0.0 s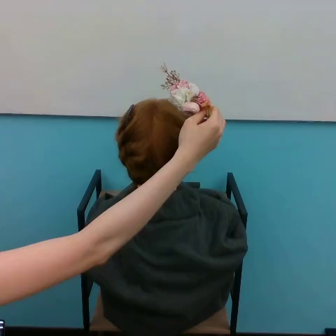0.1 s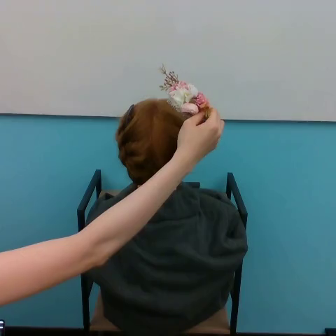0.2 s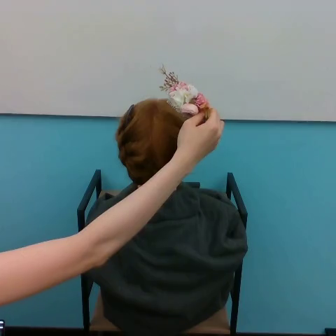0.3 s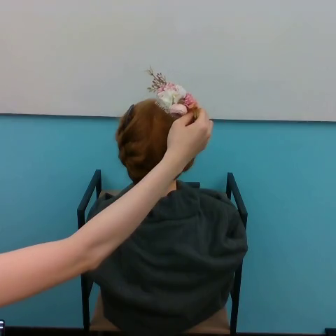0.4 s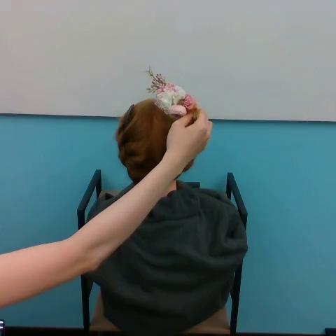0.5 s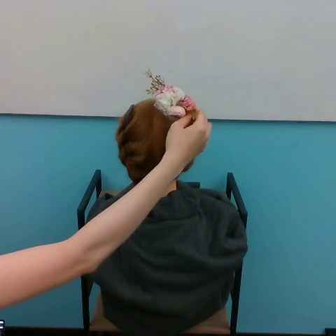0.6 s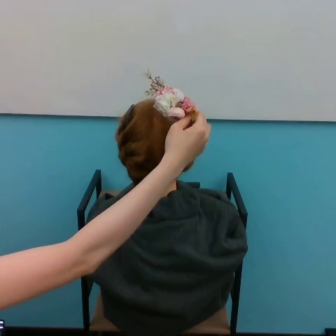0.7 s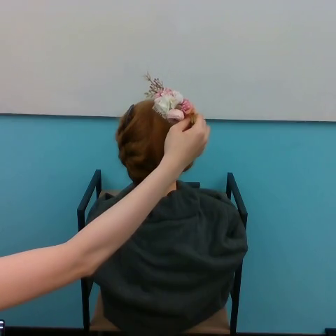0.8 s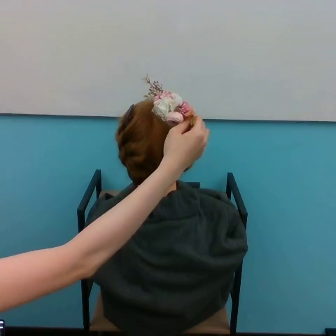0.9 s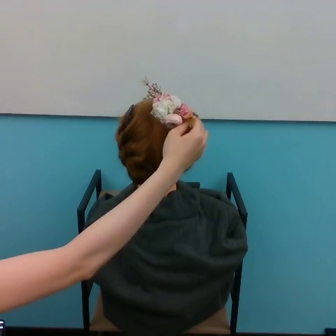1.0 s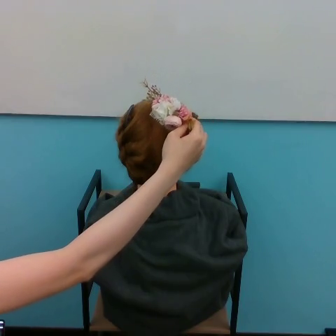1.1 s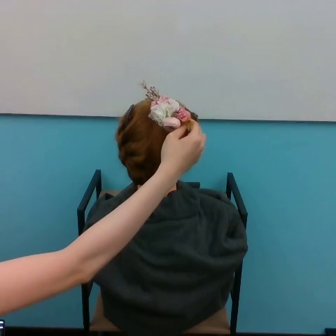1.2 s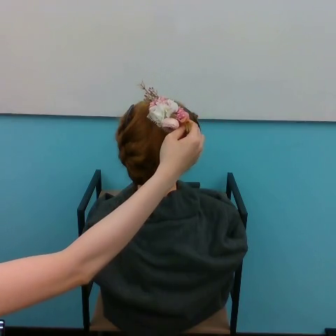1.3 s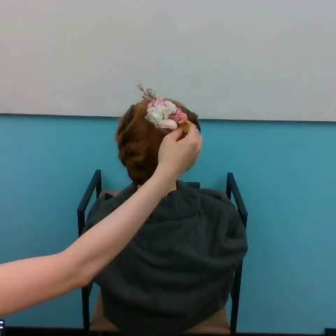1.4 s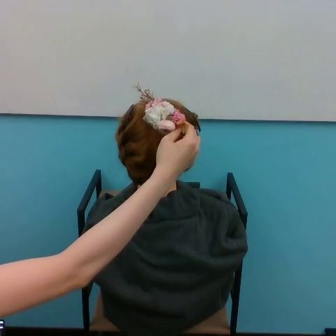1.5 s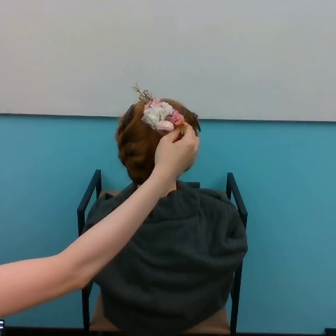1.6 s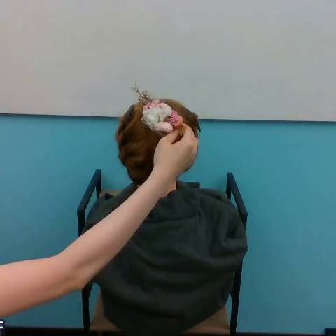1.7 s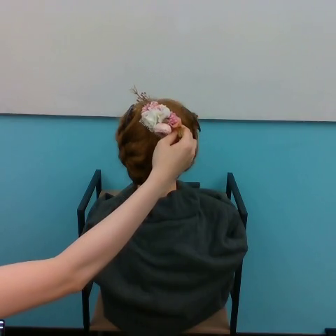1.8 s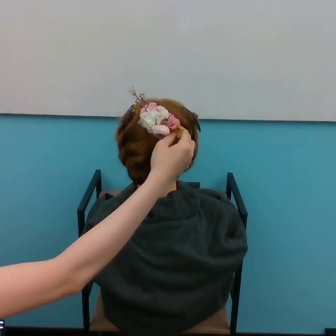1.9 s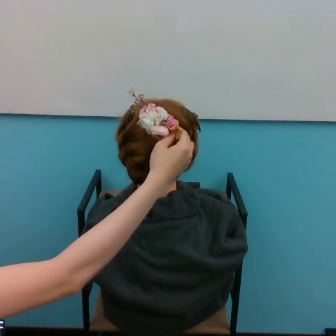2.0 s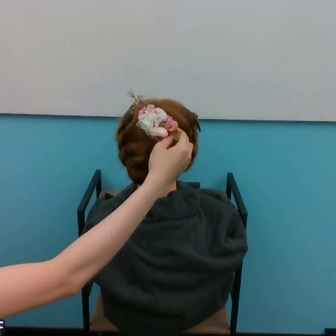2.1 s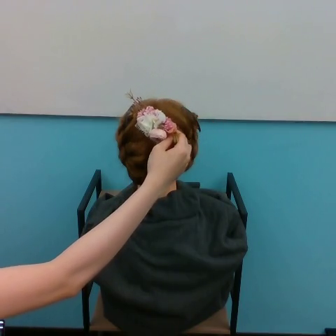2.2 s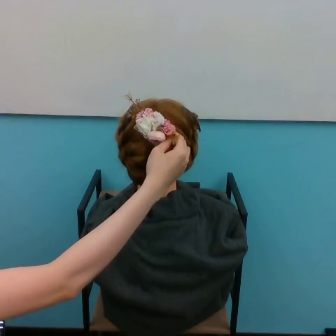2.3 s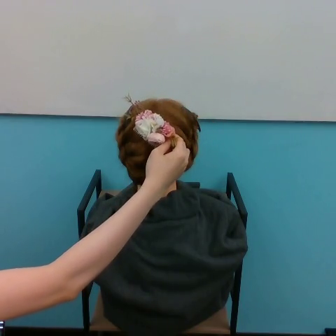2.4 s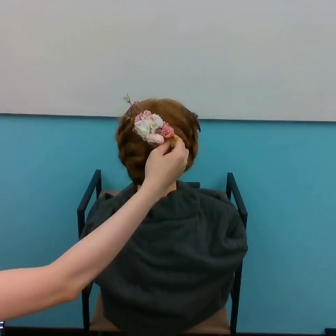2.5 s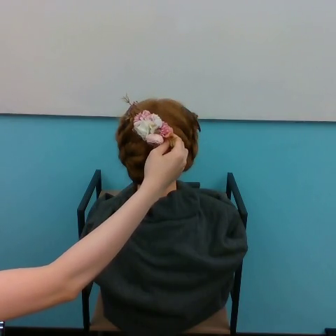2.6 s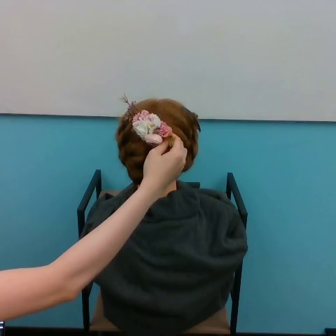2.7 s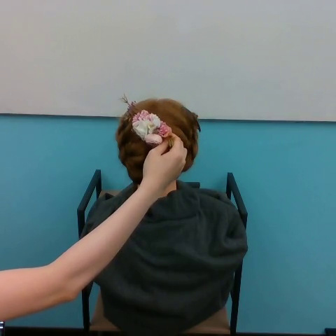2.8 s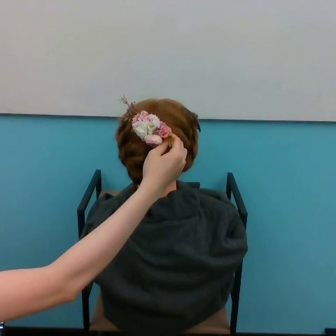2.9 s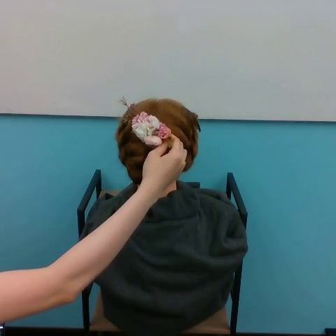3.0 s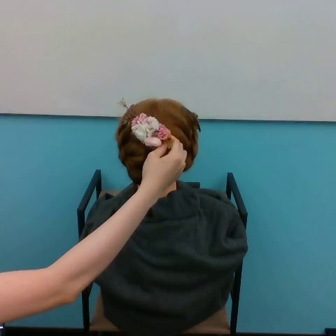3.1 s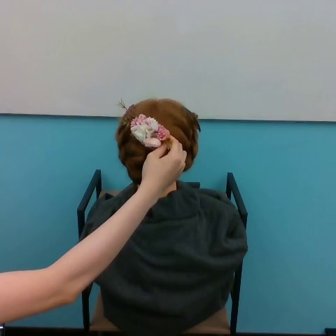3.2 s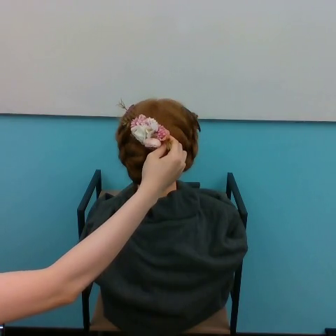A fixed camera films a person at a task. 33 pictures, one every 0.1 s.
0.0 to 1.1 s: The hand goes to the left and downward.
1.1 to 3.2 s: The hand goes downward and to the left.
Task: tuck flower in hair.
